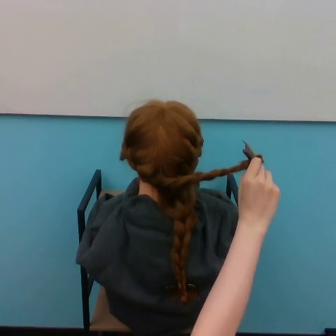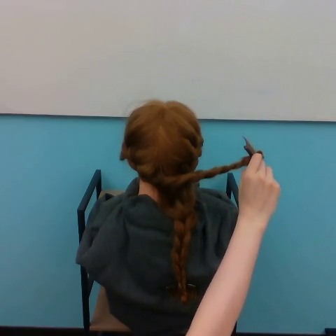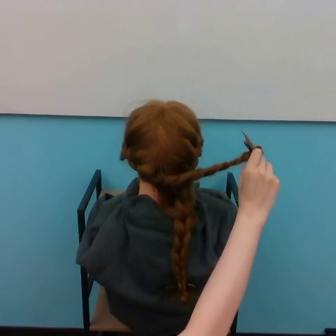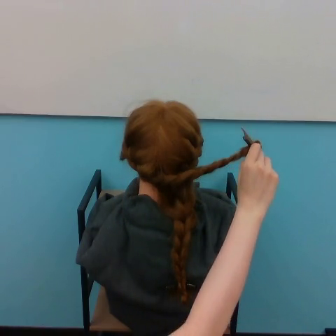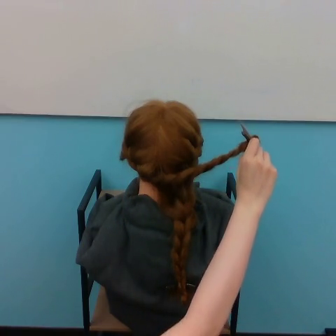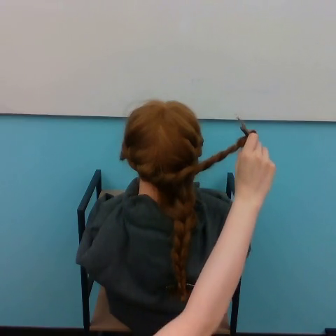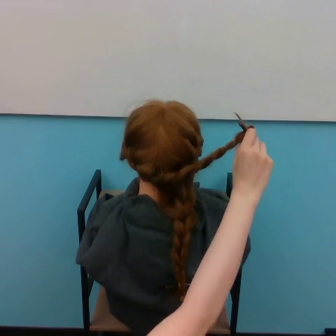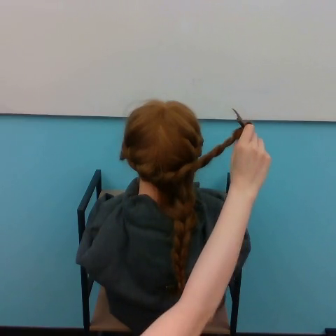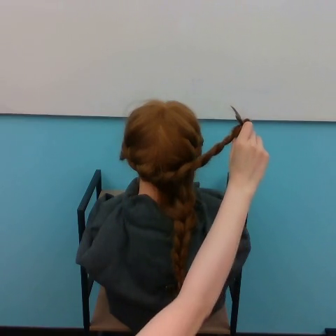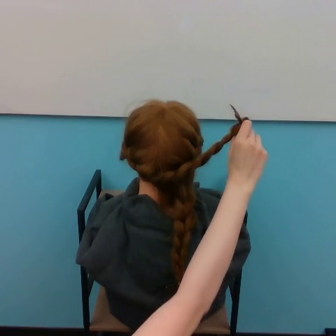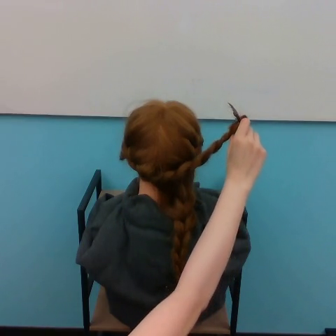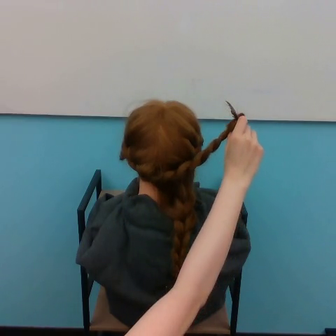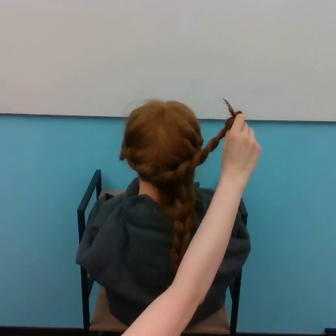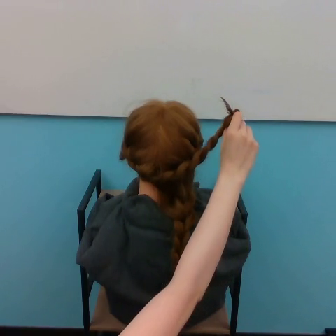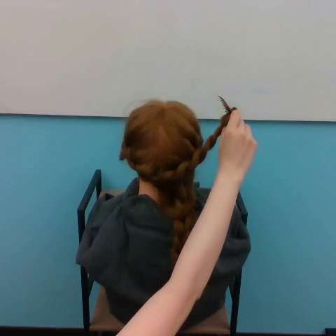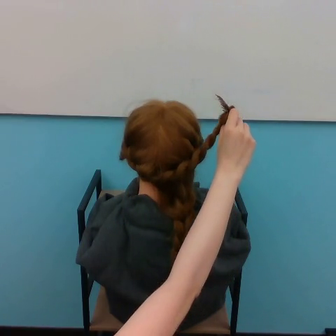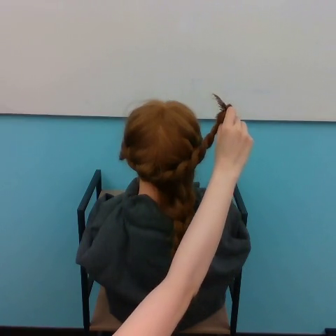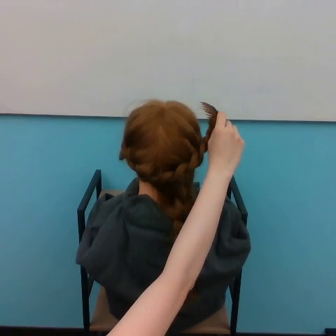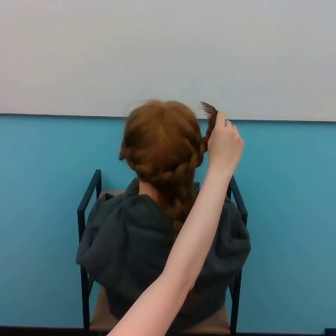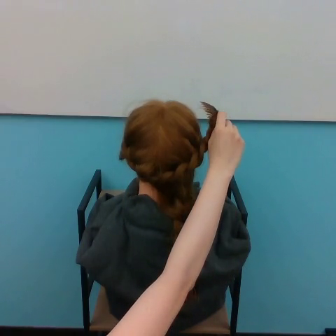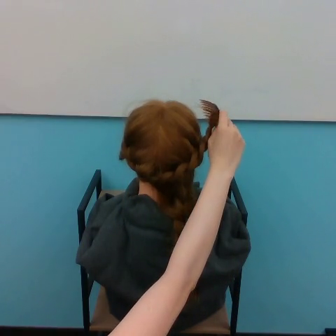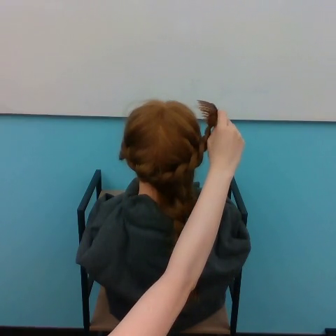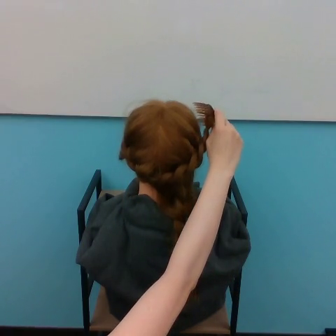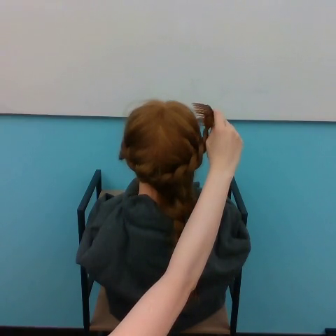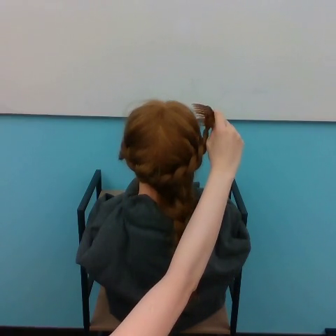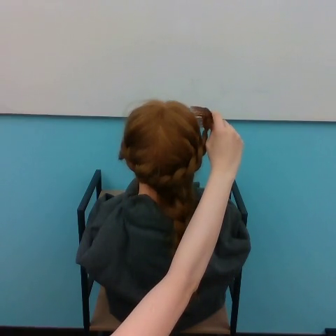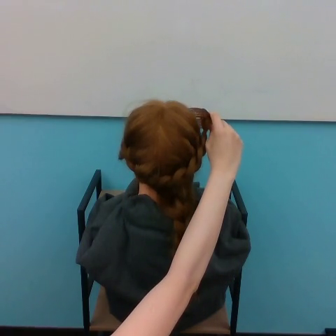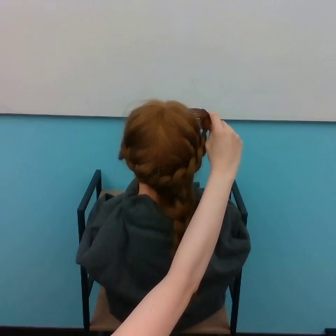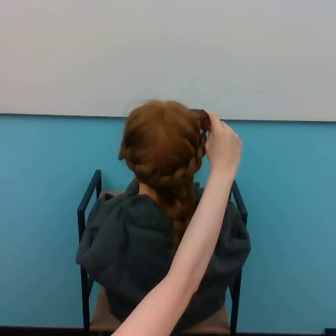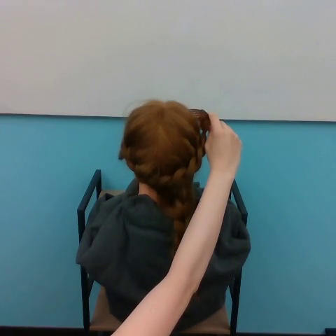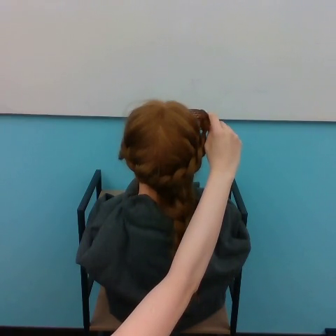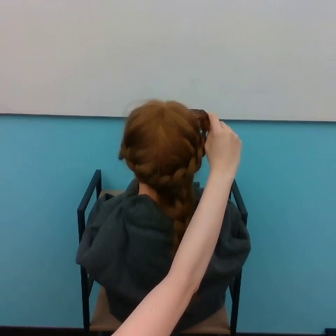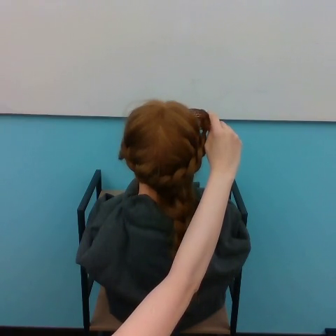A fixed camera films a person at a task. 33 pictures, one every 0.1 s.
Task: style hair.
0.0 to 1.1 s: The hand goes upward.
1.1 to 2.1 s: The hand goes to the left.
2.1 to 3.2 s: The hand moves only a little.
